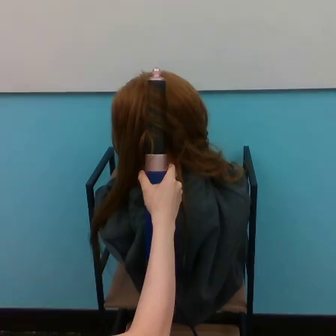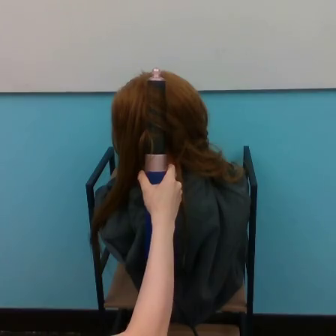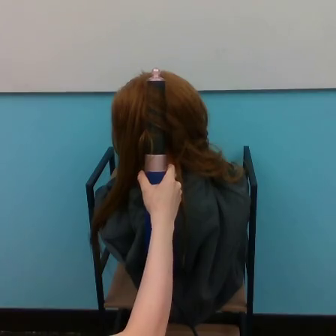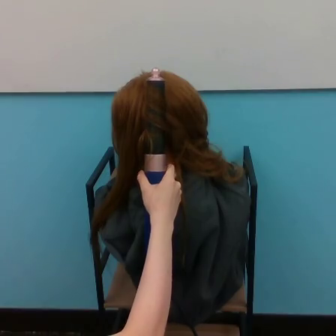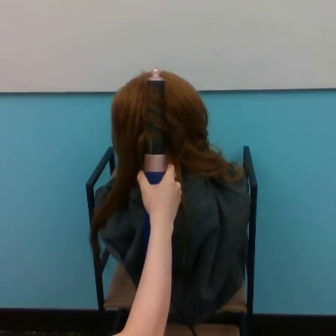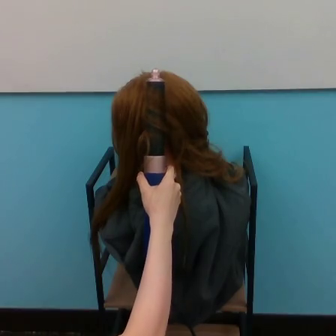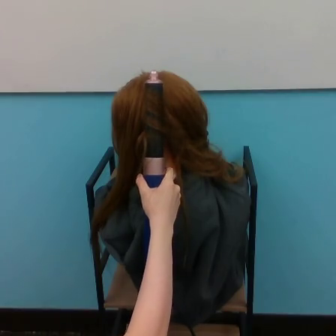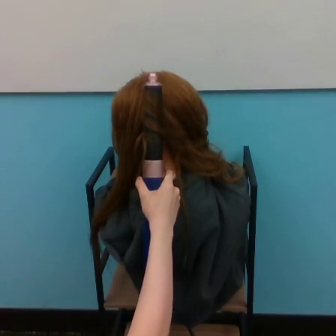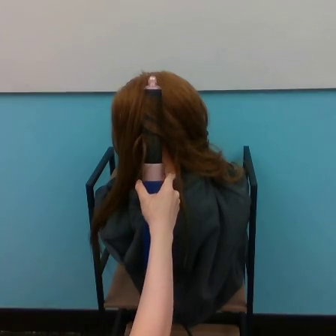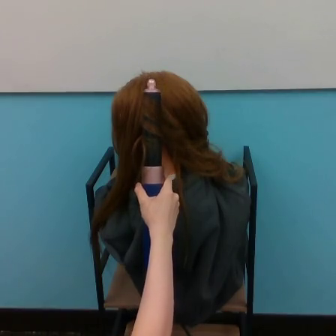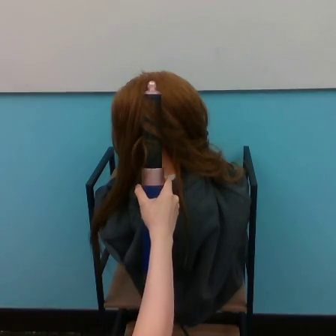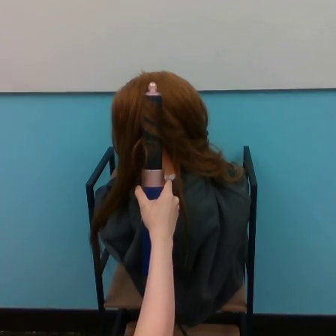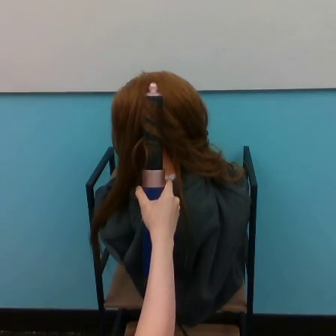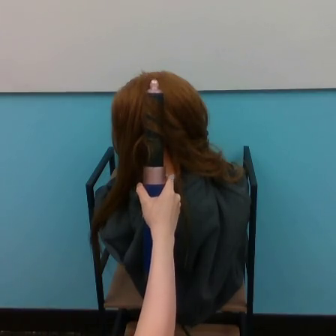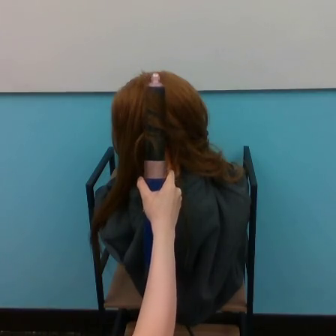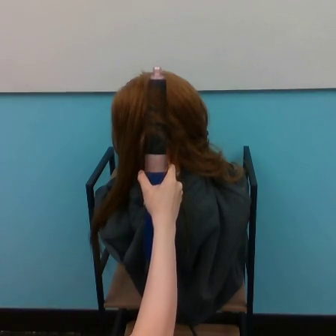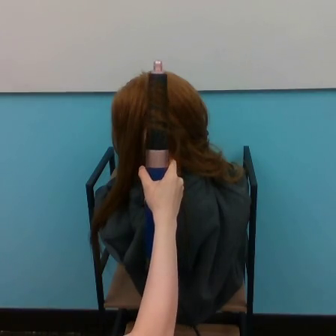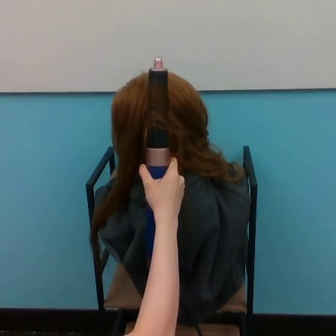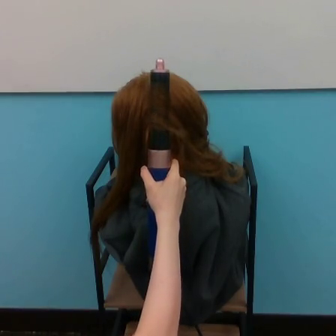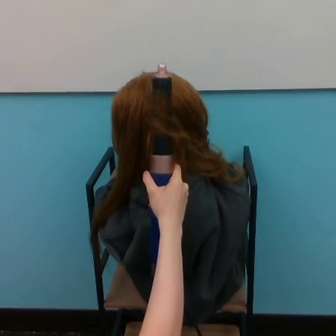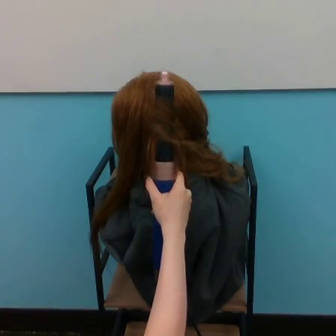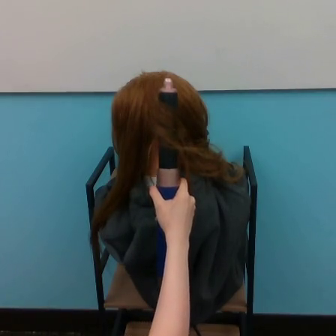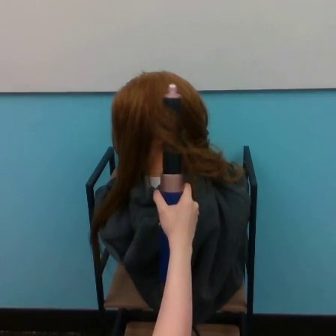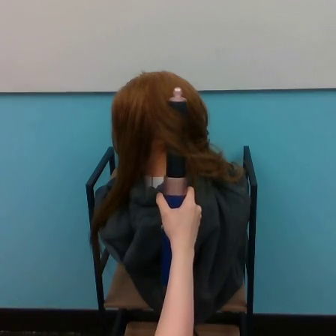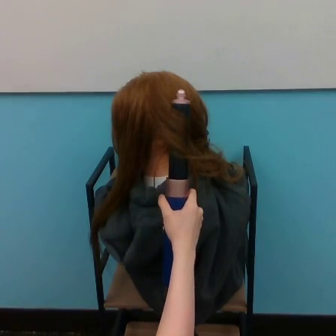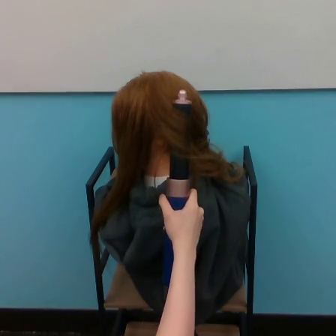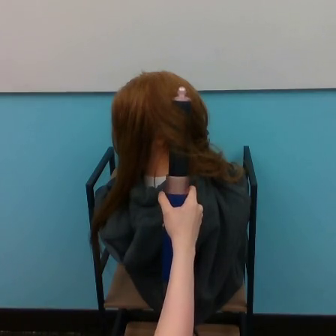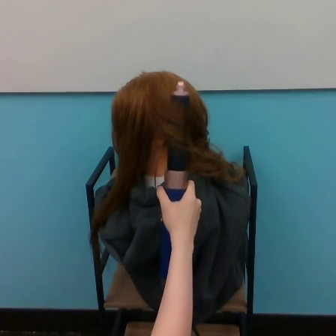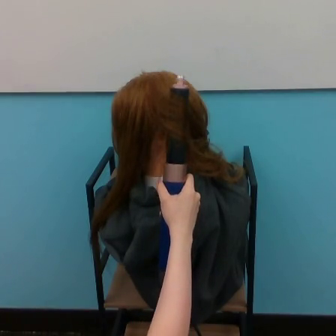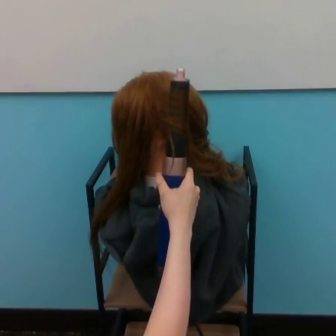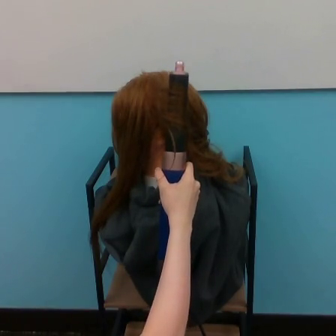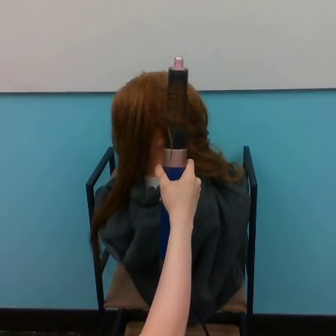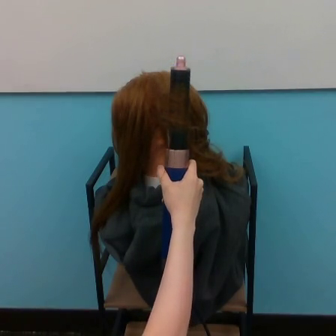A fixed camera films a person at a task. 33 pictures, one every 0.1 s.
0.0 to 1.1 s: The hand goes downward.
1.1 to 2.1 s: The hand goes upward, then downward, on a clockwise arc.
2.1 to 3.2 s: The hand goes upward.
Task: curl hair.
